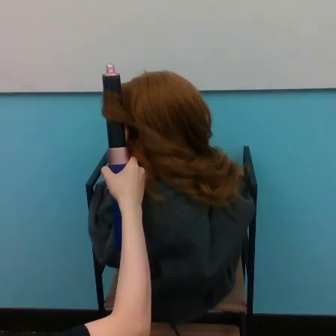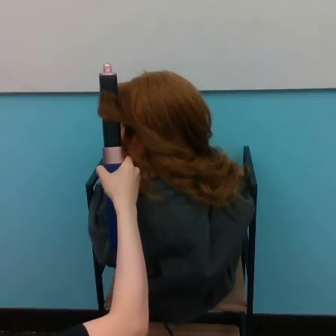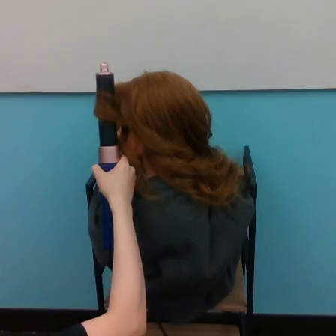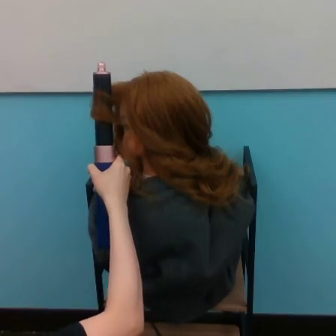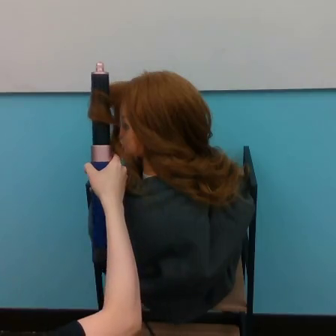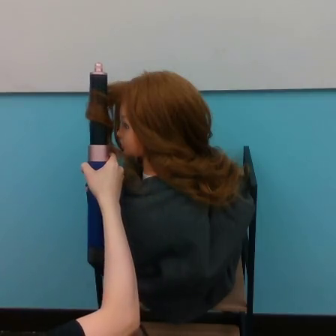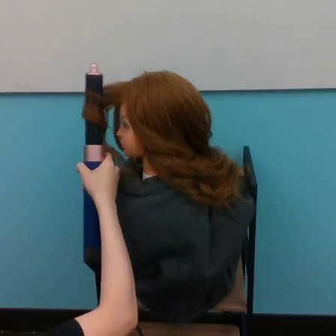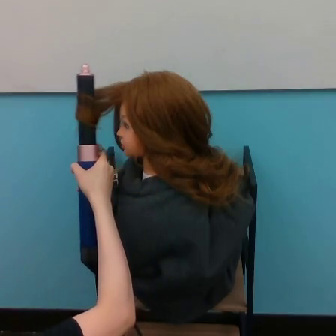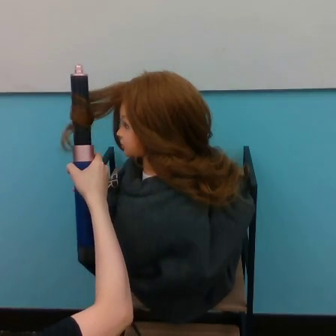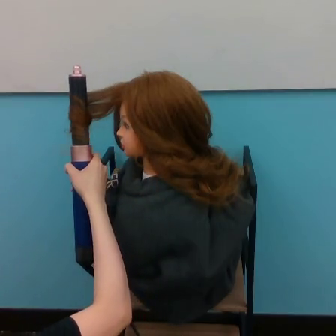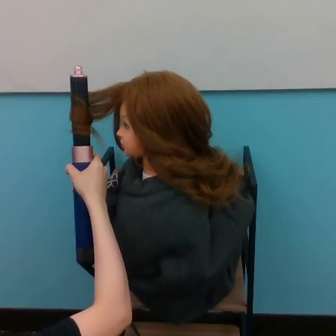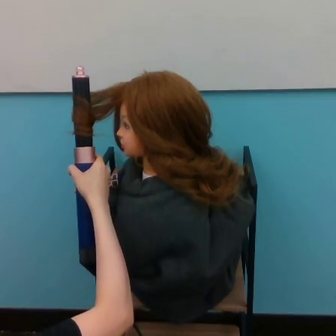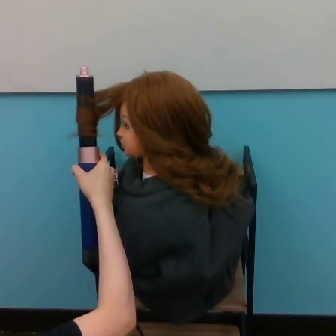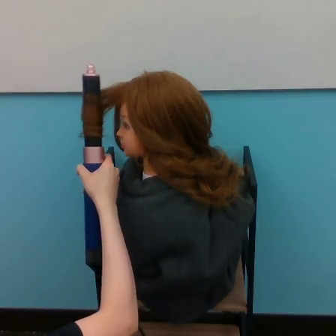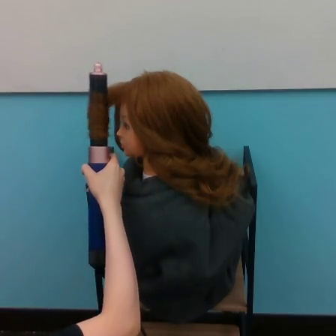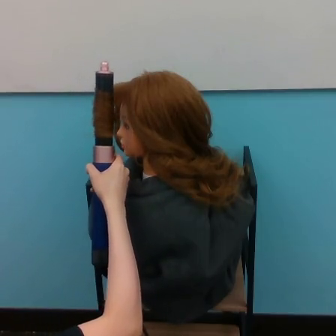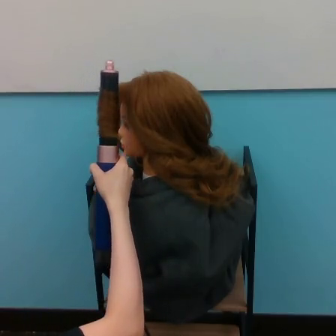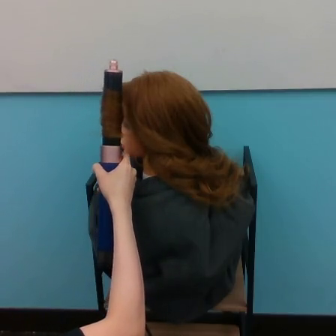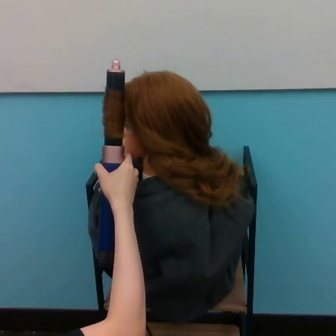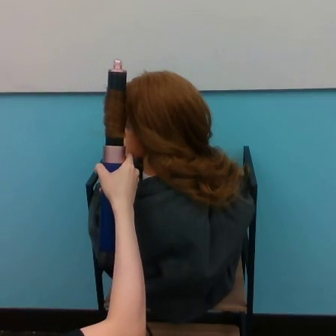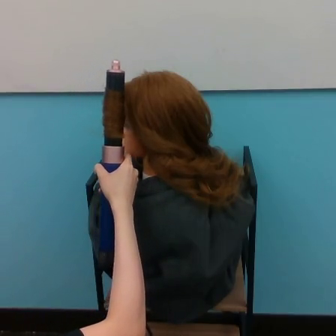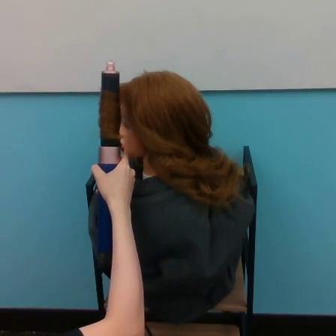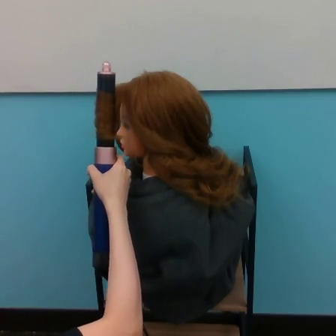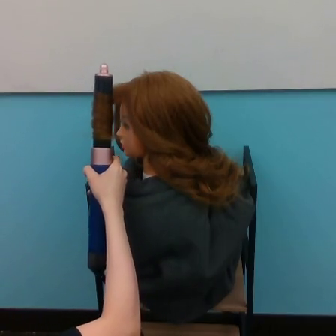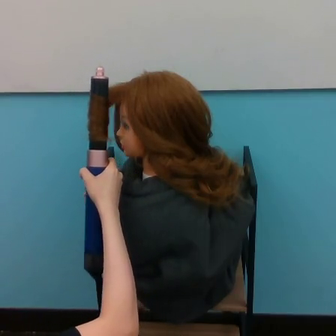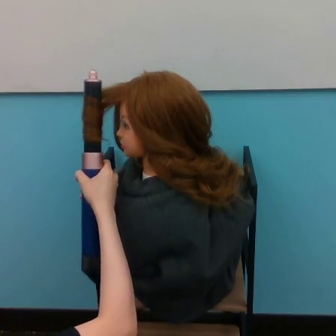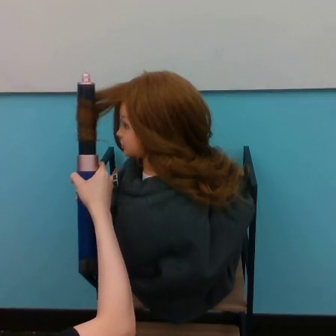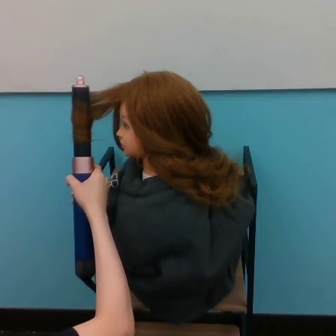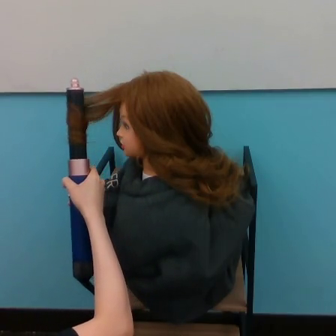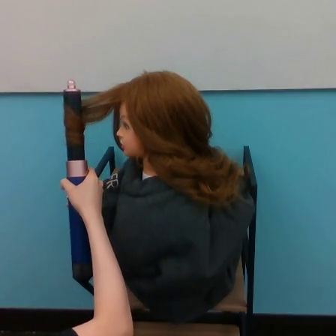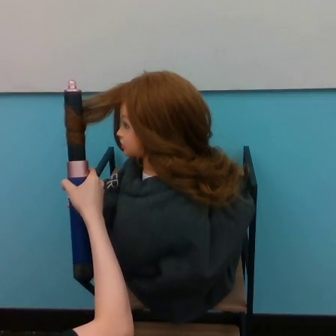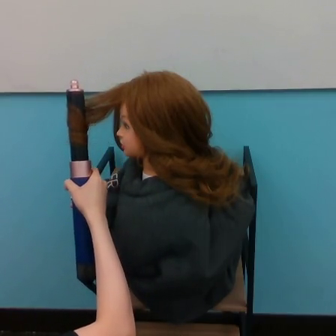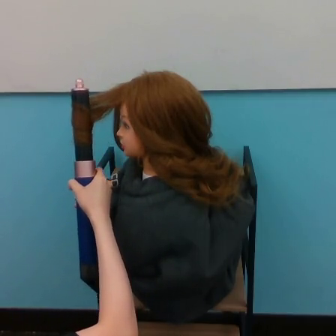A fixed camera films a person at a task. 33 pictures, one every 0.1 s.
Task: curl hair.
0.0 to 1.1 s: The hand goes to the left.
1.1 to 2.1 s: The hand goes to the right.
2.1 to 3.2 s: The hand goes to the left.
